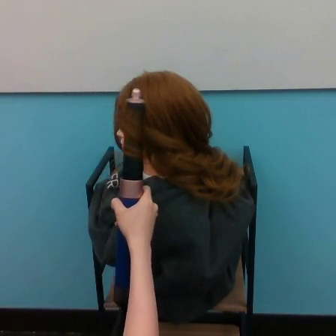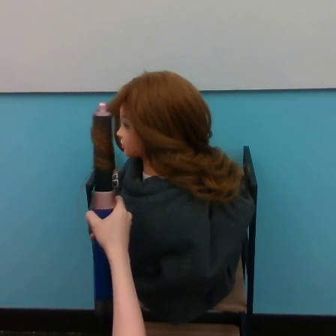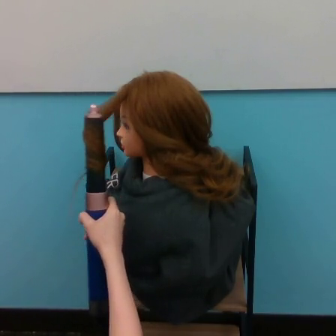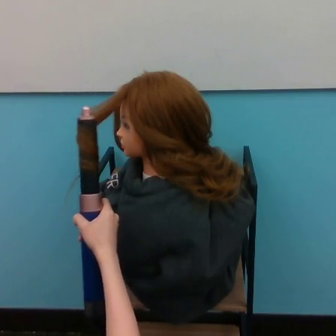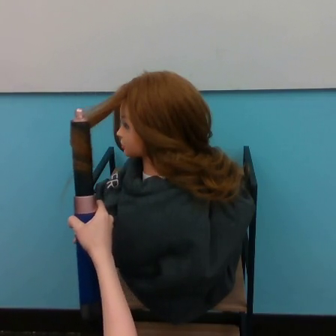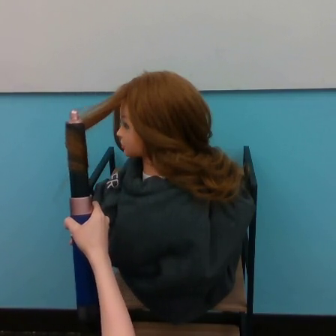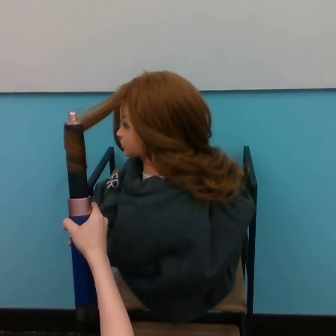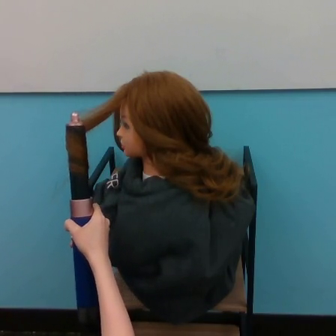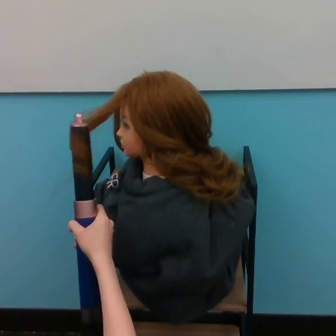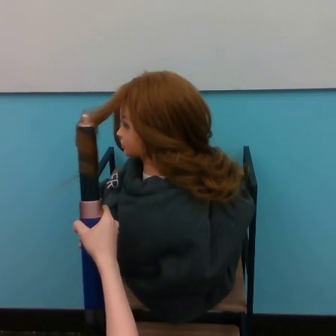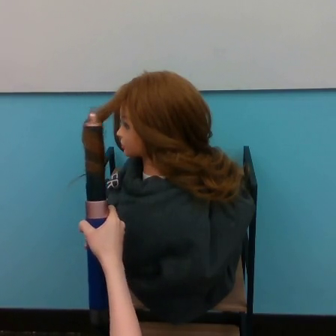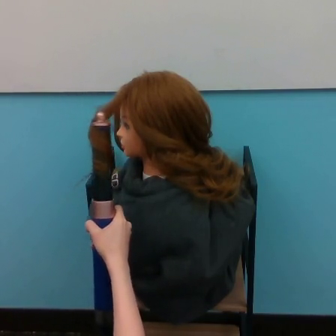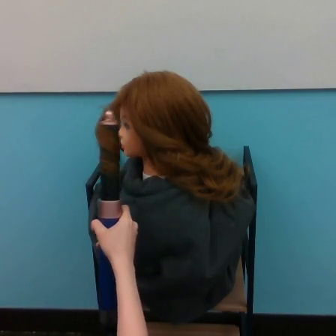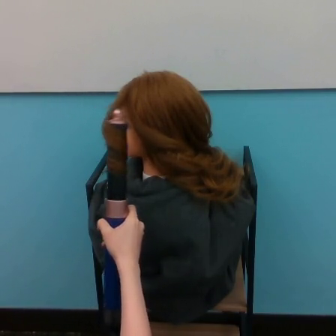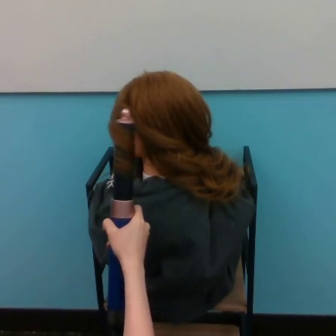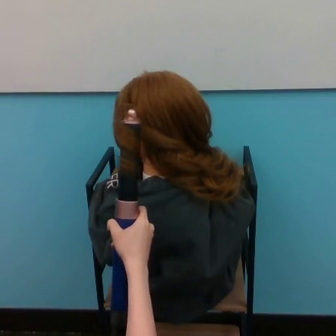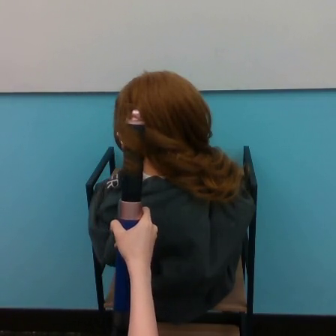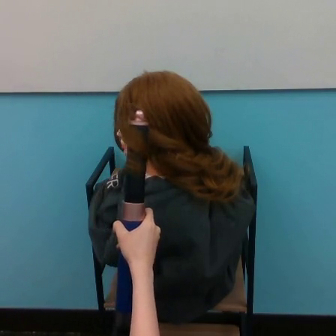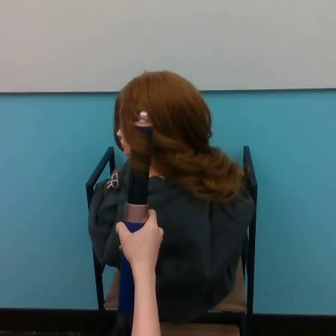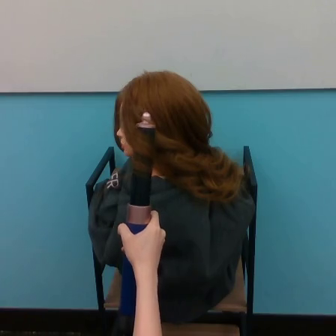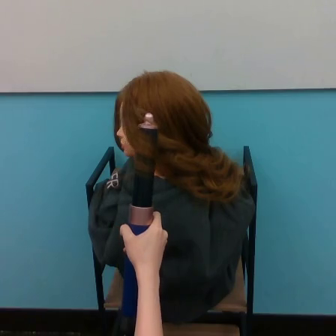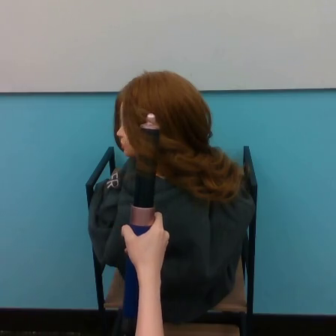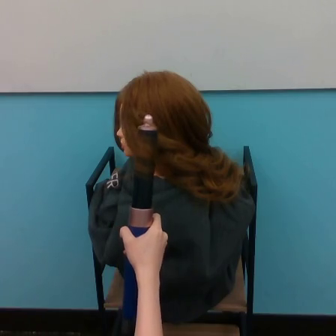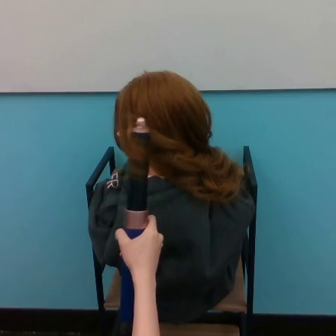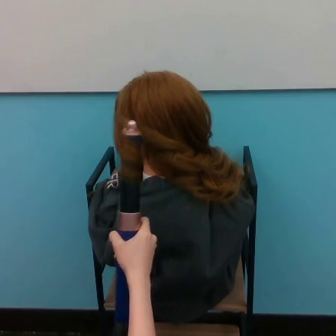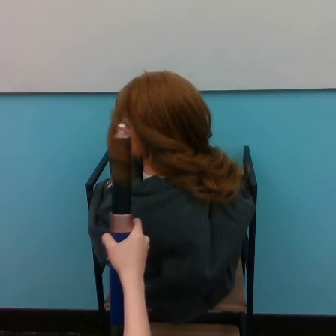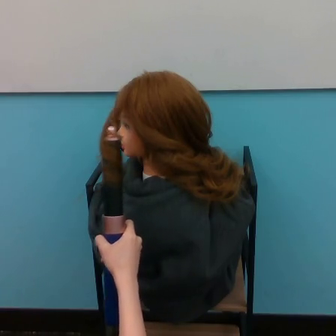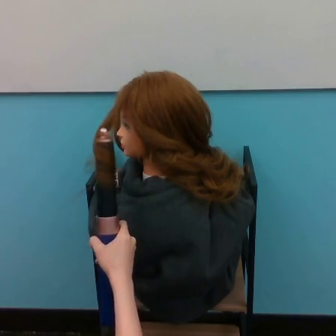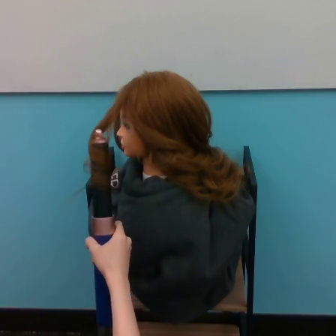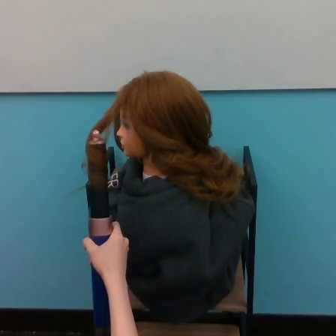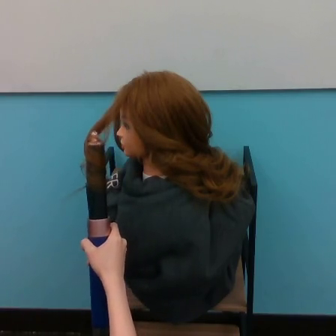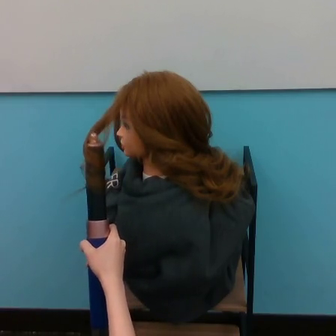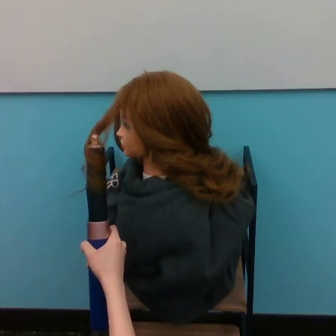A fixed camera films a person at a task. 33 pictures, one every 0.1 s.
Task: curl hair.
0.0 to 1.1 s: The hand goes to the left, then to the right.
1.1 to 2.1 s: The hand goes to the right.
2.1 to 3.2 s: The hand goes to the left.
